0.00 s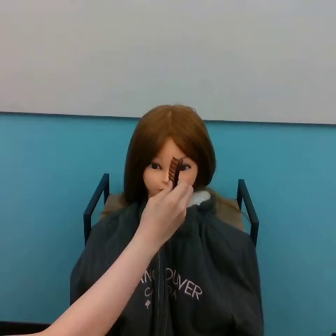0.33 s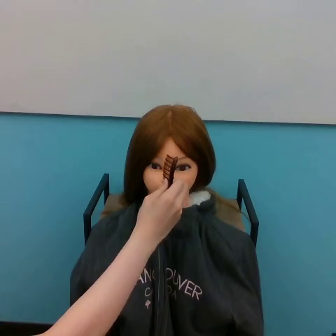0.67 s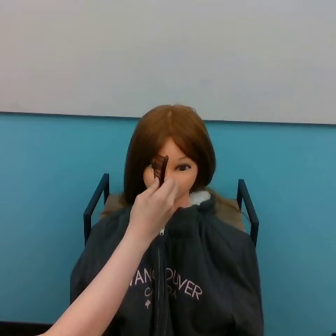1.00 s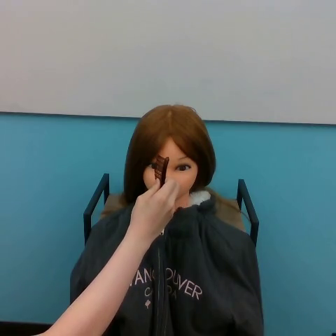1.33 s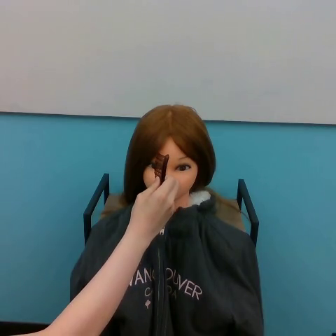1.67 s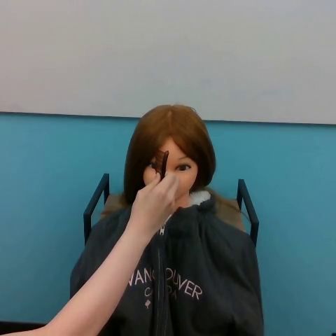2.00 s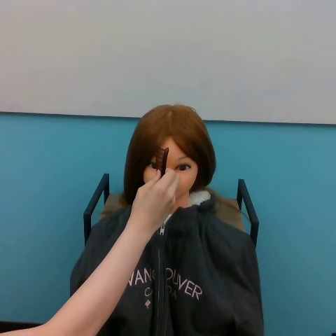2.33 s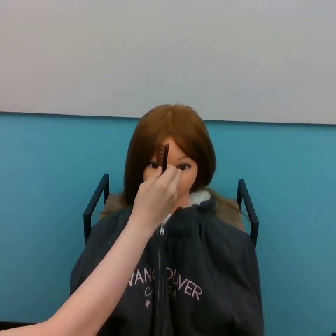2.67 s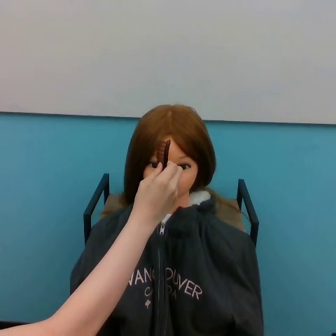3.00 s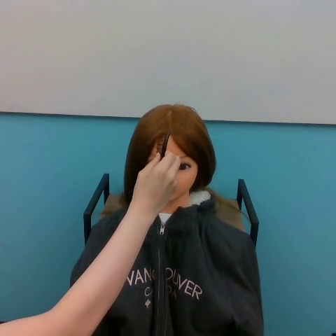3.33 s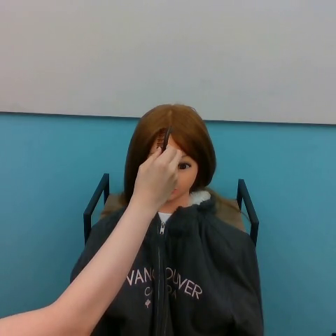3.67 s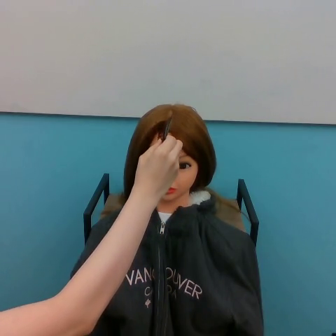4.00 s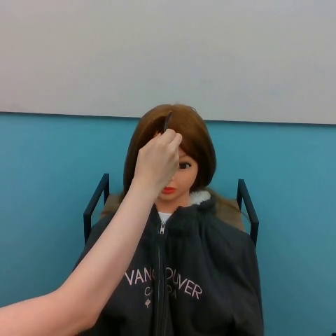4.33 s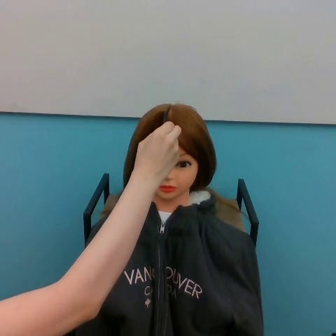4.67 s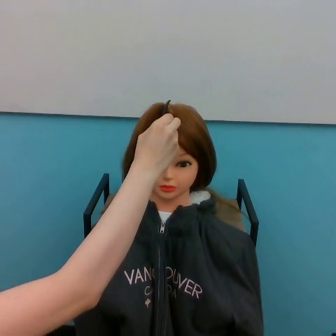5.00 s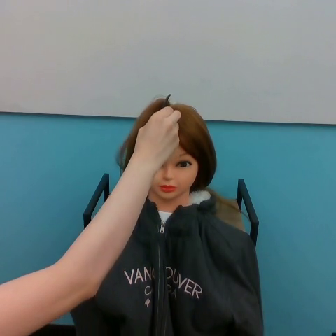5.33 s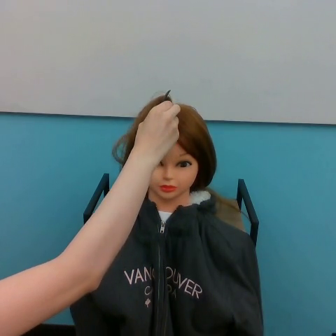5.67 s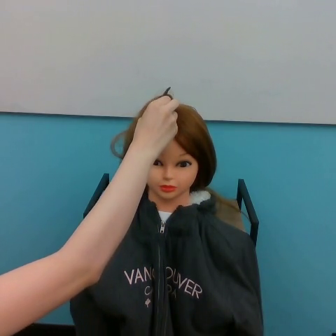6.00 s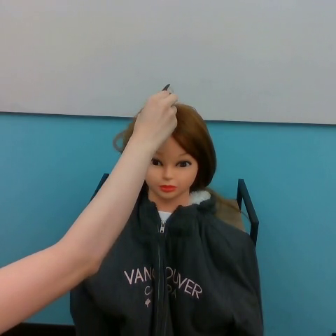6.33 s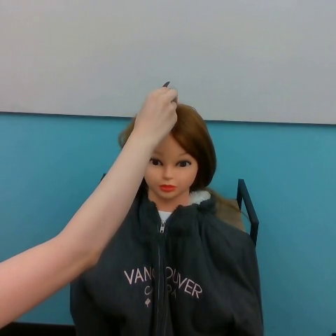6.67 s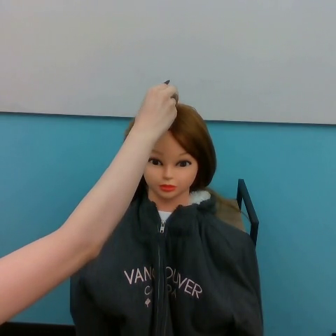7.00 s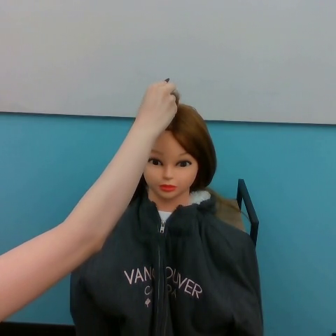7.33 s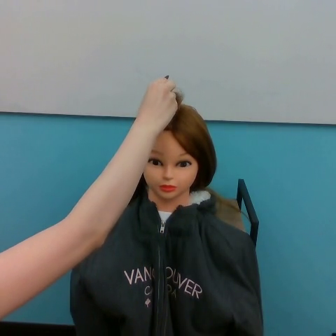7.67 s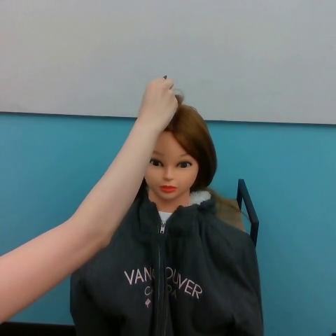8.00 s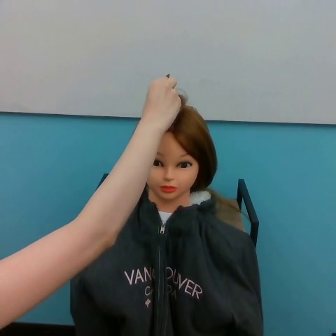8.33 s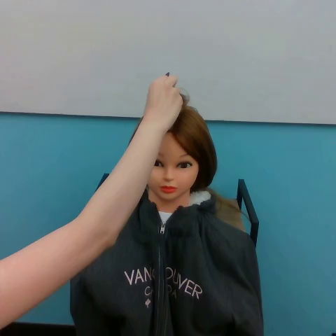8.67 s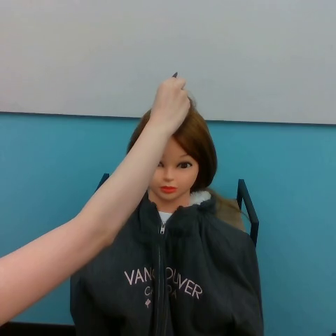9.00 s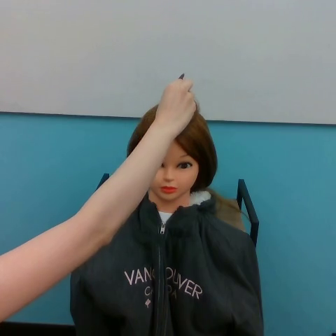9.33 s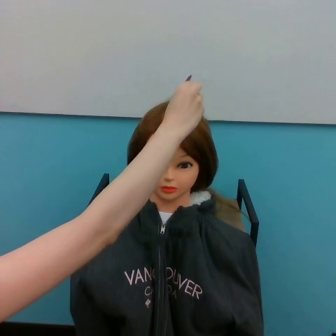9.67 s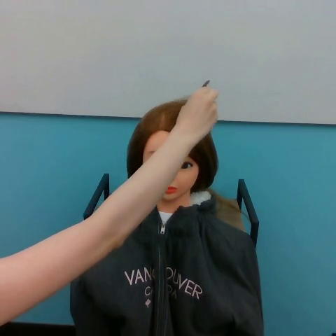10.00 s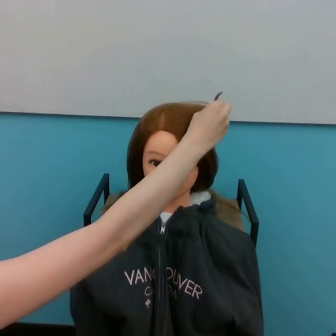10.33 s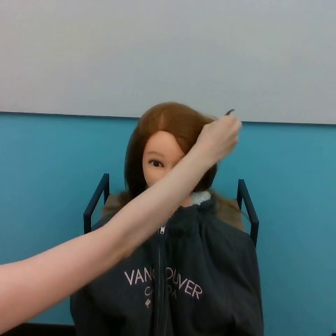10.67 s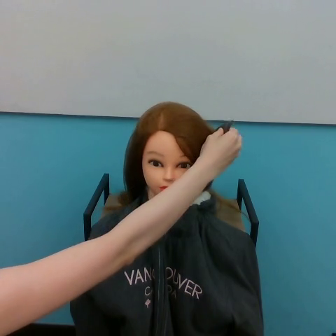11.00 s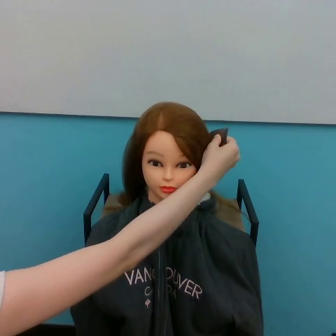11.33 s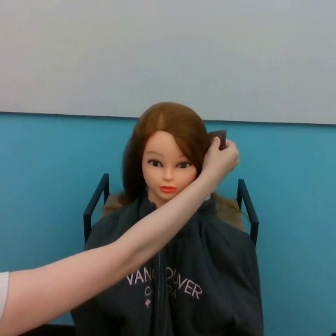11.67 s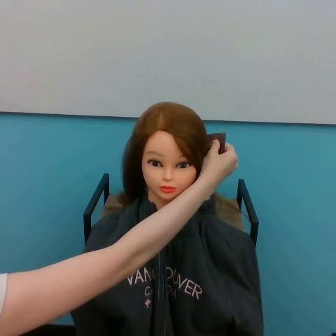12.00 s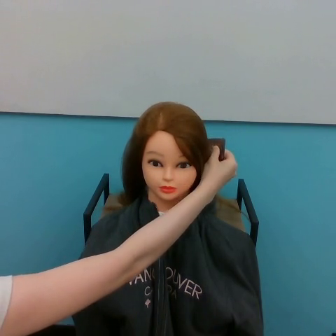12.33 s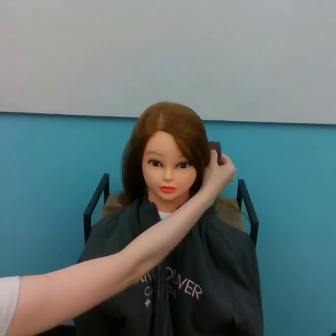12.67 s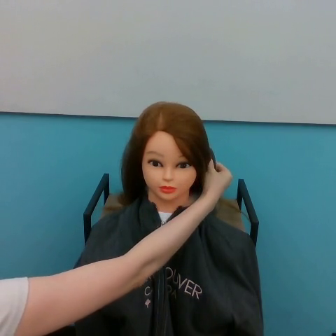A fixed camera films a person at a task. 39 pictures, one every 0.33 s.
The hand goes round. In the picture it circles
clockwise.
0.00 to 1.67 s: The hand moves only a little.
1.67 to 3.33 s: The hand goes upward.
3.33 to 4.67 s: The hand goes upward.
4.67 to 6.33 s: The hand goes upward.
6.33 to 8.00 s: The hand moves only a little.
8.00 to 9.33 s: The hand goes to the right.
9.33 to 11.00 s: The hand goes downward and to the right, on a clockwise arc.
11.00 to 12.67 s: The hand goes downward.
In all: It circles clockwise, turning through about 270 degrees.
Task: part hair.
Motion: move to the left shortly, move upward, then move downward and to the right.
